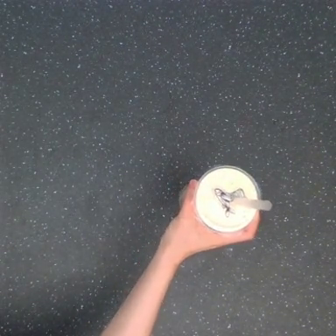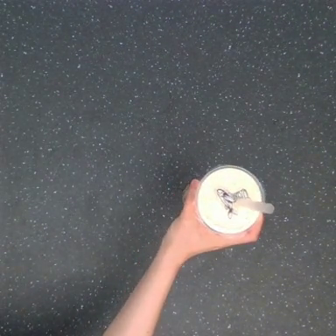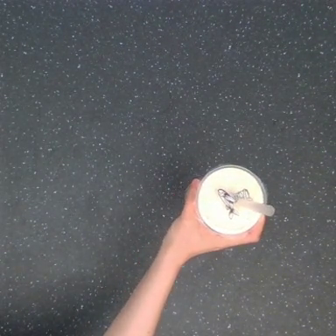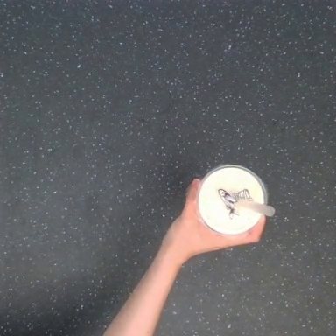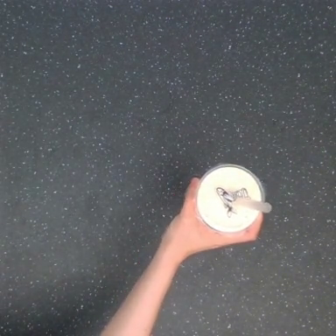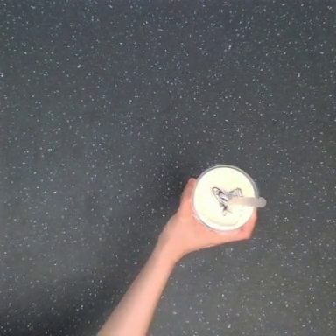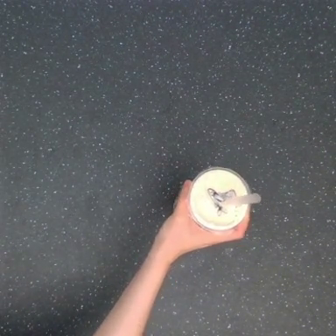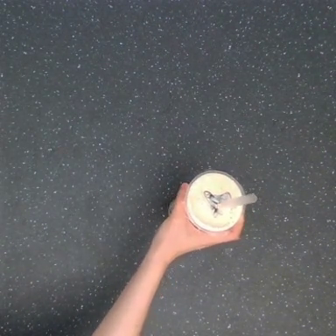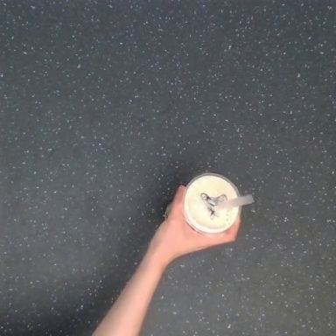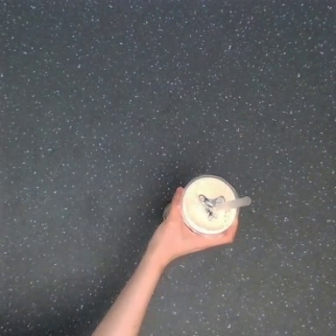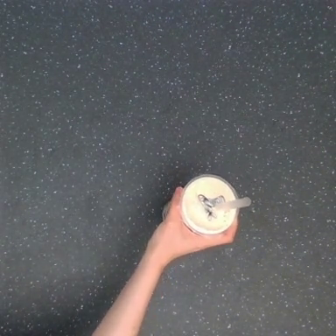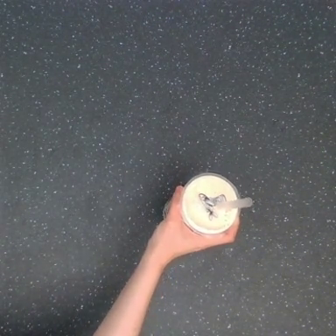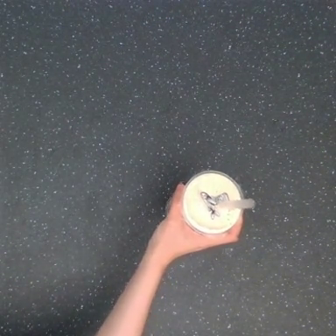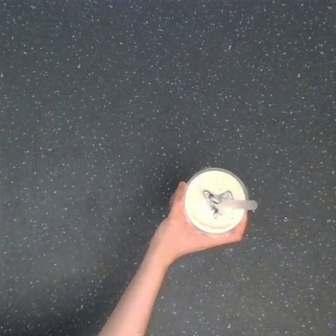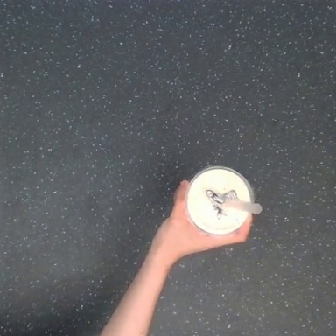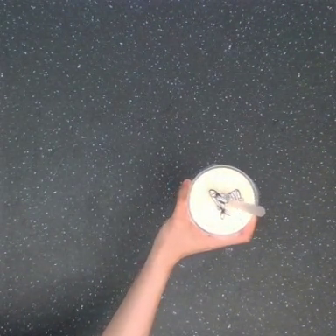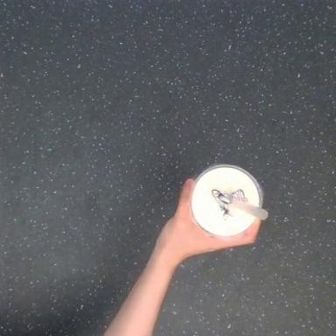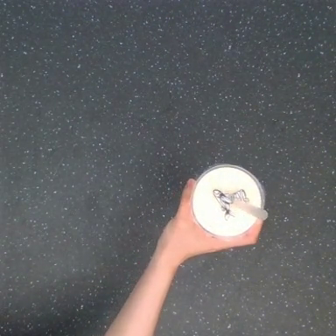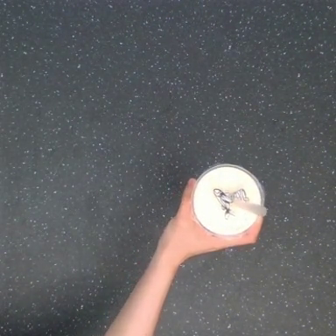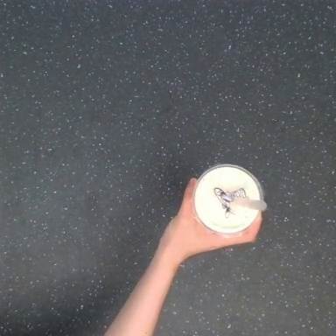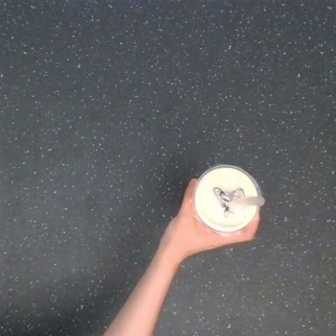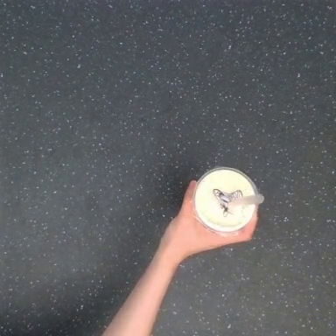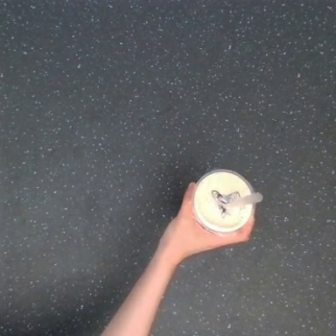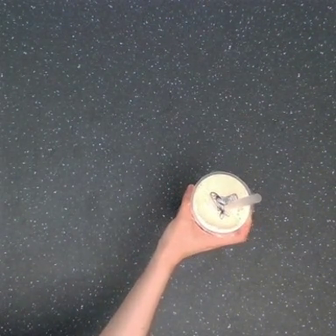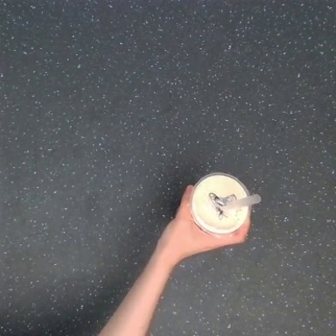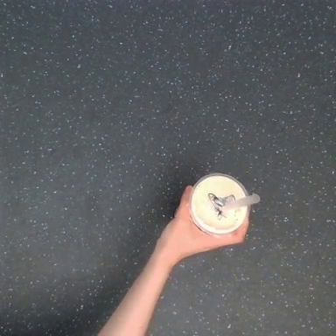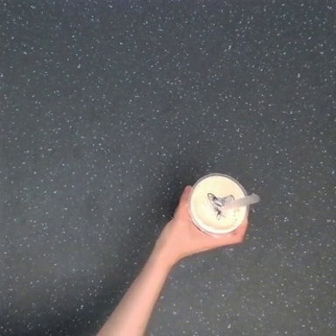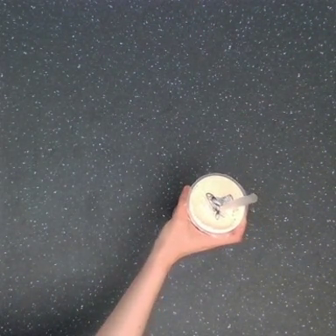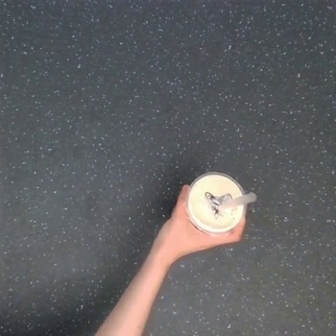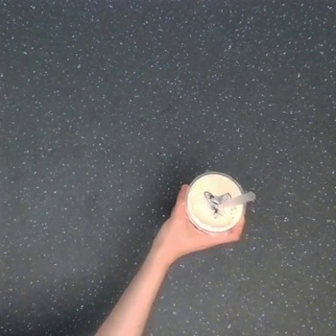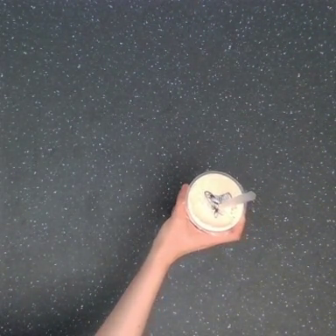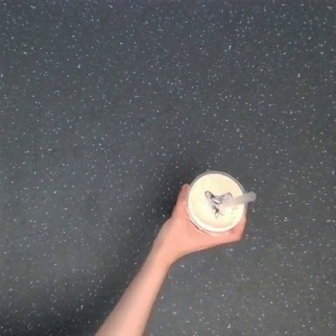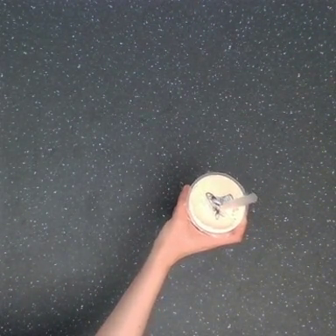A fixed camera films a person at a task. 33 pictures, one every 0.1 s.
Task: shake the boba.
0.0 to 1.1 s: The hand moves only a little.
1.1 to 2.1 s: The hand goes to the right.
2.1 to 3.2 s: The hand moves only a little.
